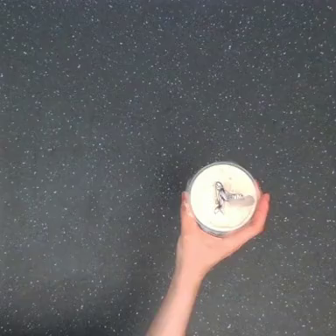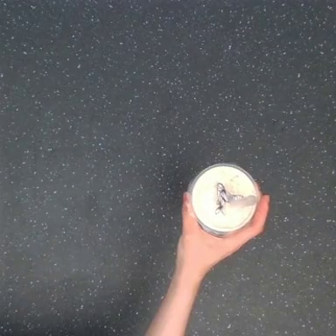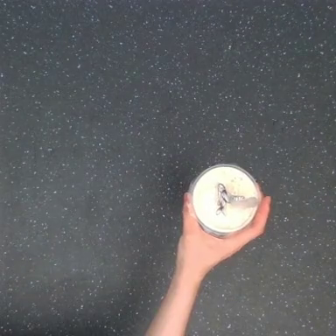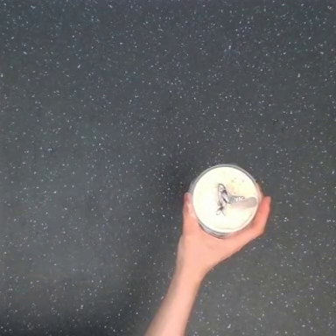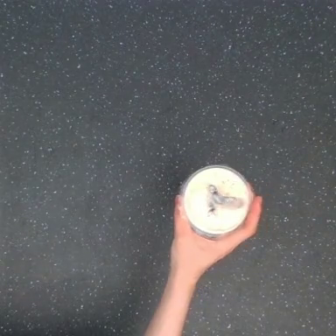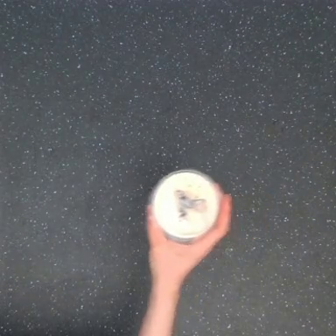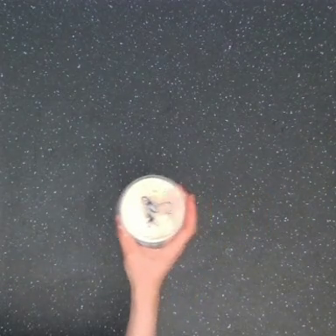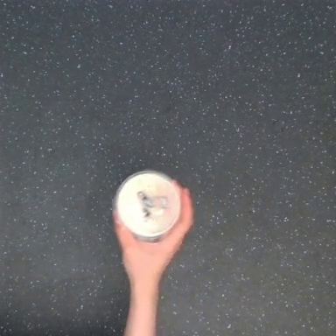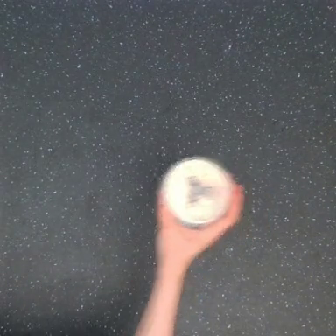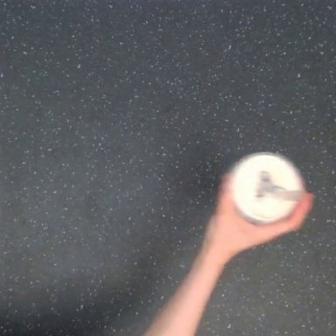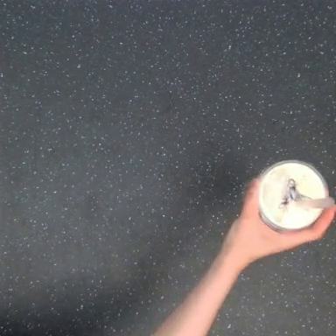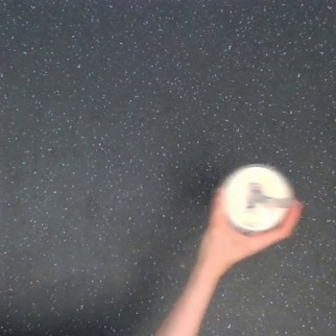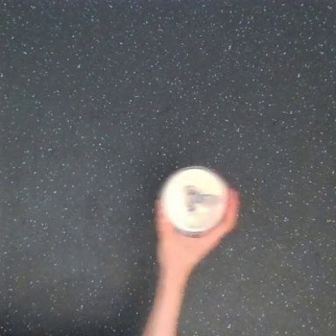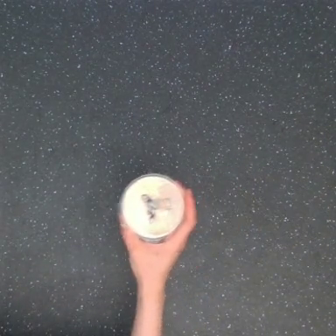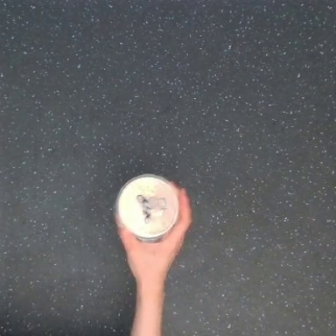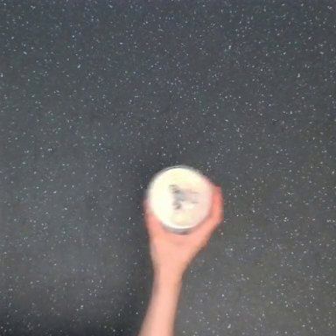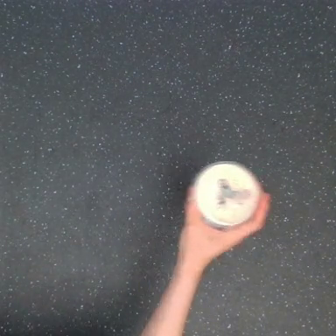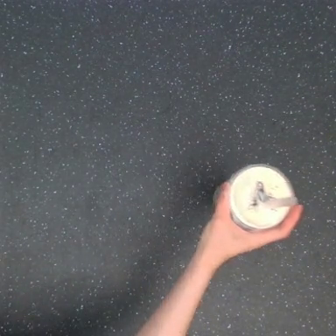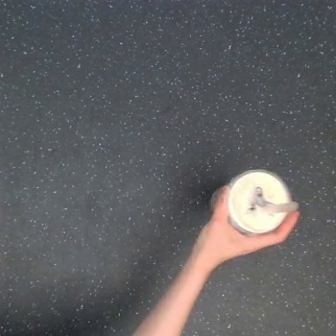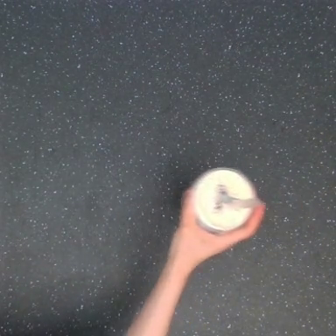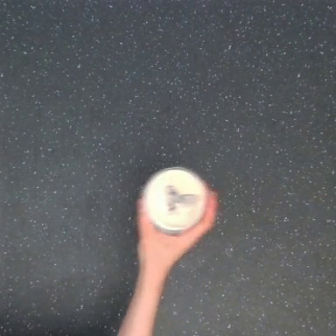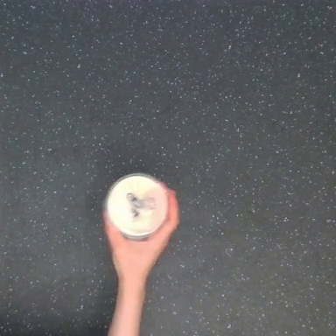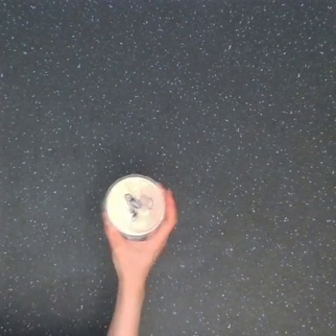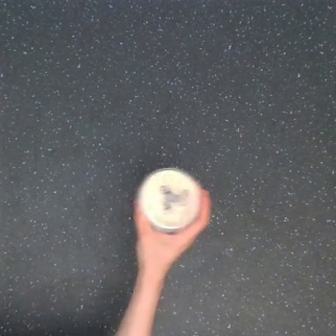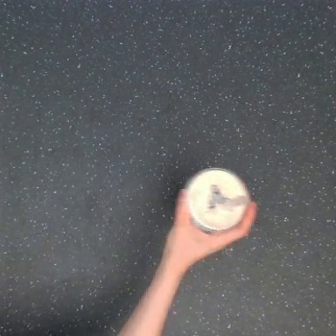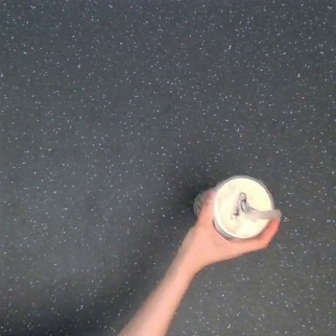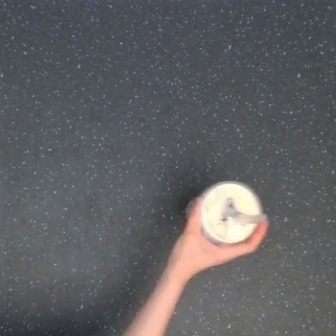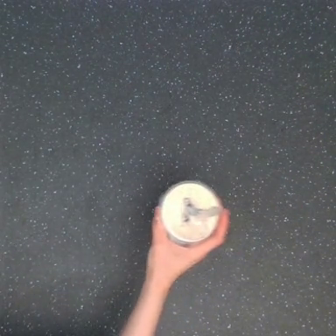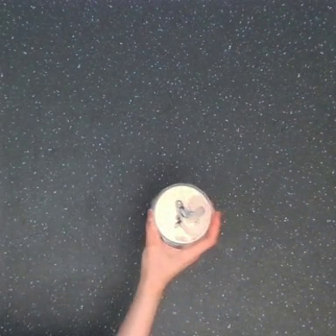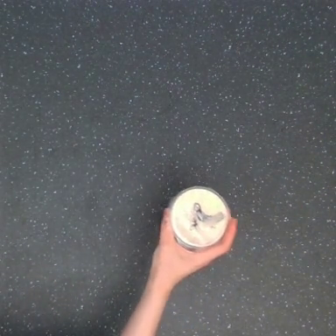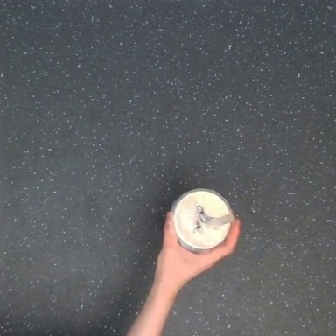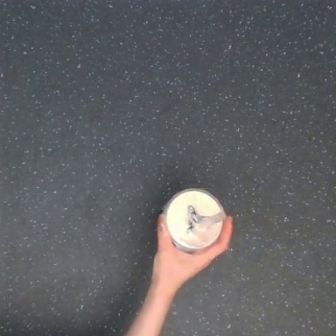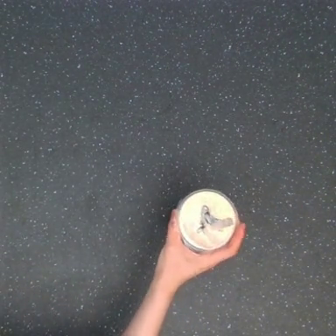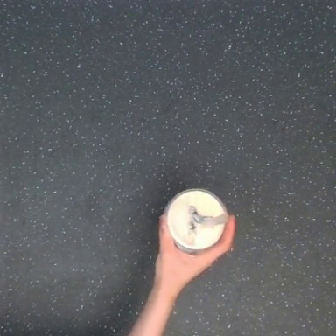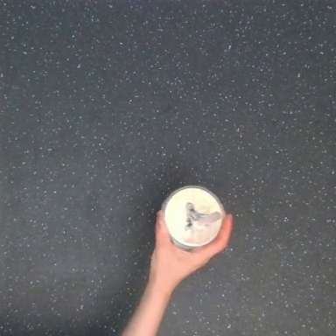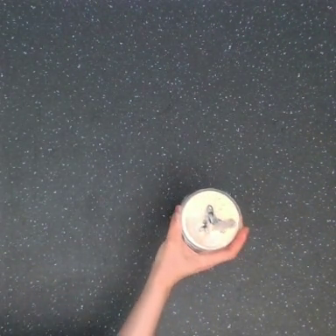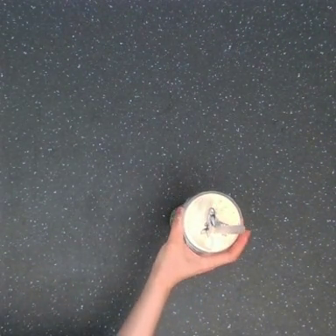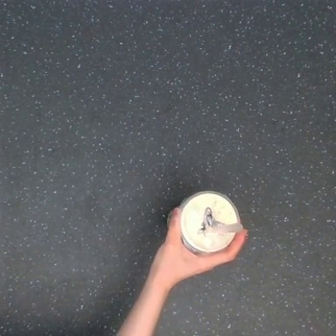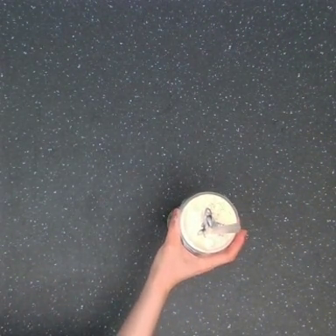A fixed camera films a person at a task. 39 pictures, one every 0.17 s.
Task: shake the boba.
Motion: move downward, making gradually decreasing horizontal oscillations.
0.00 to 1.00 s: The hand goes to the left.
1.00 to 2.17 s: The hand goes to the right, then to the left.
2.17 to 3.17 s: The hand goes to the right, then to the left.
3.17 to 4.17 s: The hand goes to the left, then to the right.
4.17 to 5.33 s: The hand goes to the left, then to the right.
5.33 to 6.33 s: The hand moves only a little.
